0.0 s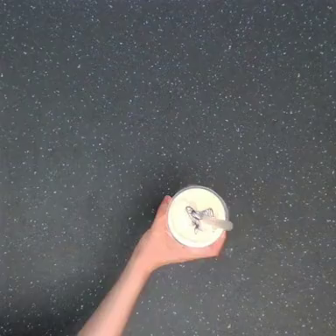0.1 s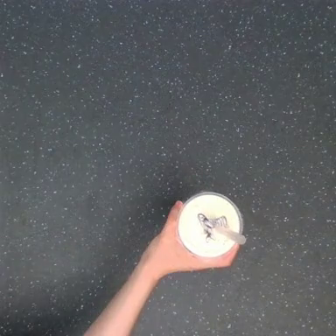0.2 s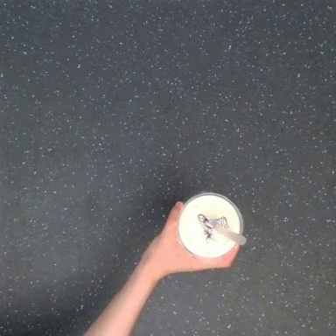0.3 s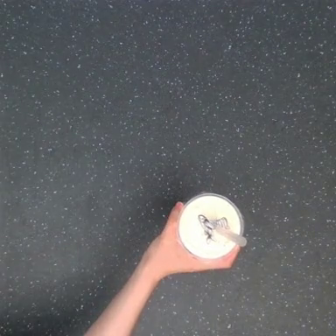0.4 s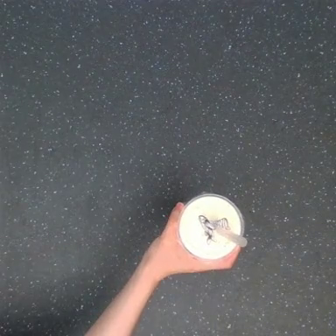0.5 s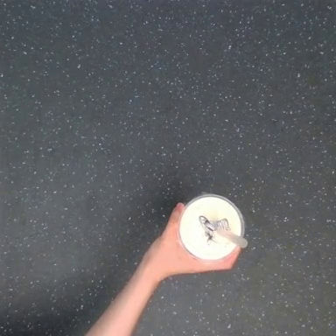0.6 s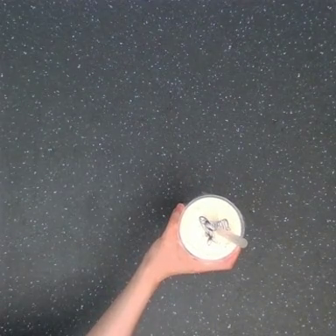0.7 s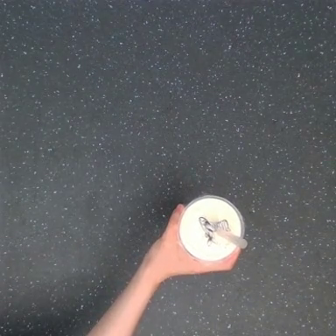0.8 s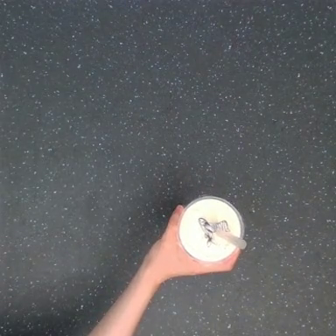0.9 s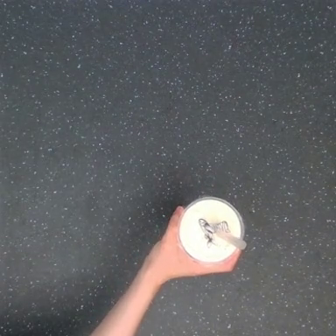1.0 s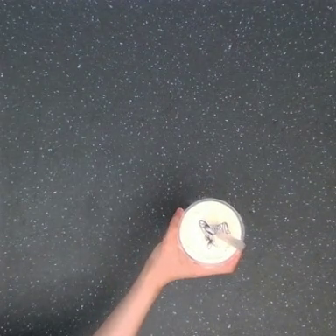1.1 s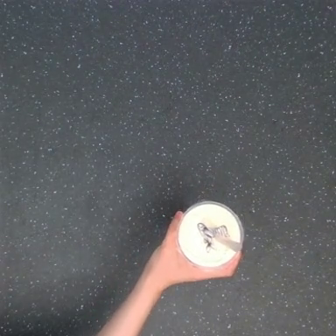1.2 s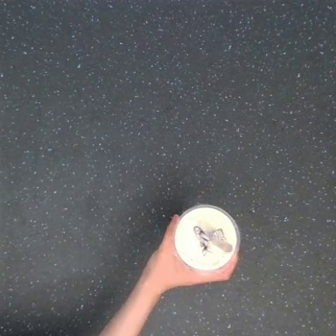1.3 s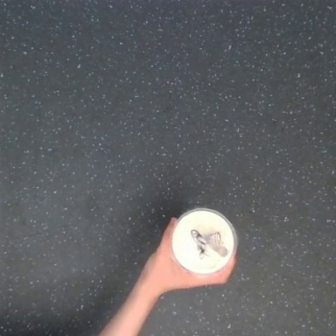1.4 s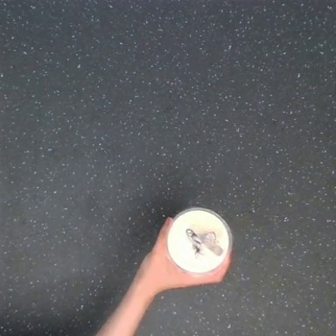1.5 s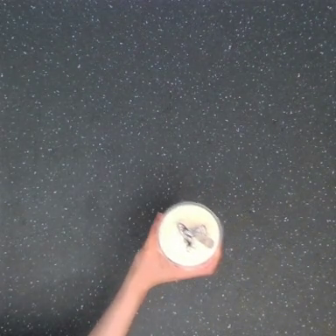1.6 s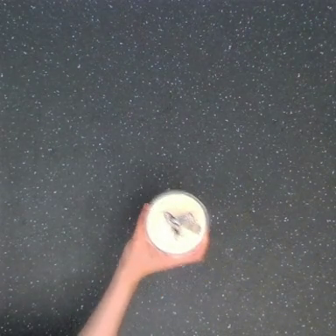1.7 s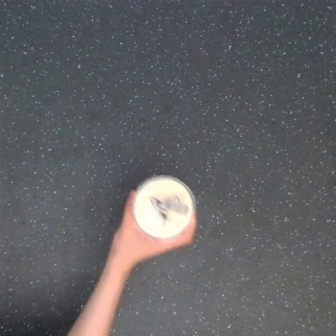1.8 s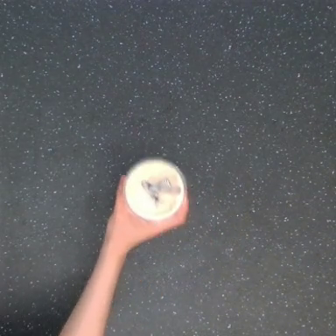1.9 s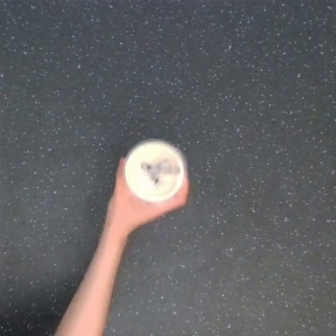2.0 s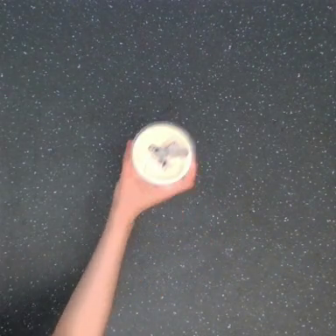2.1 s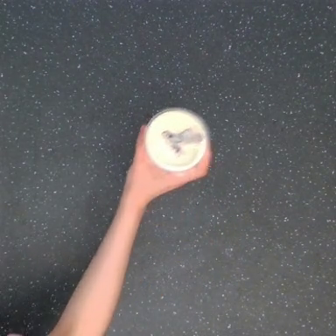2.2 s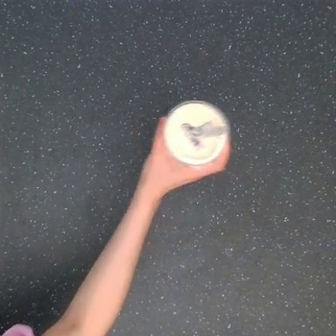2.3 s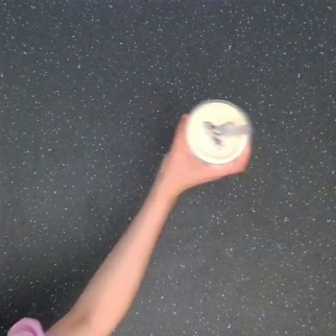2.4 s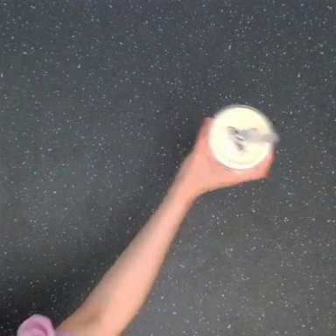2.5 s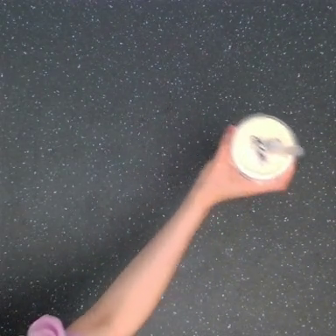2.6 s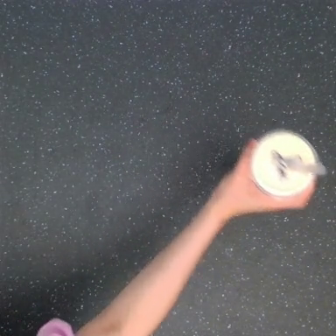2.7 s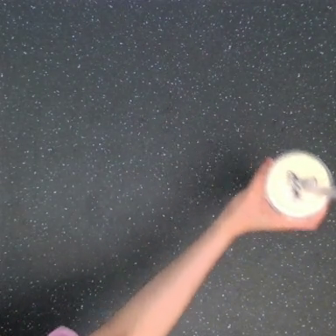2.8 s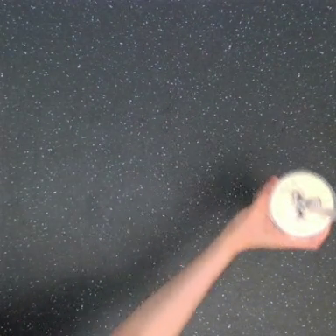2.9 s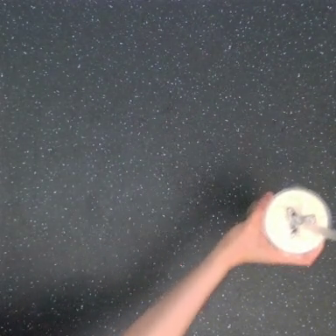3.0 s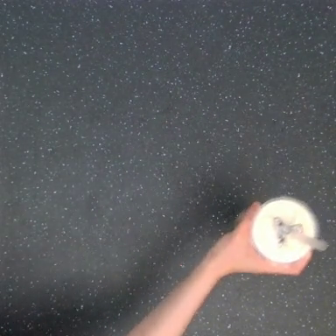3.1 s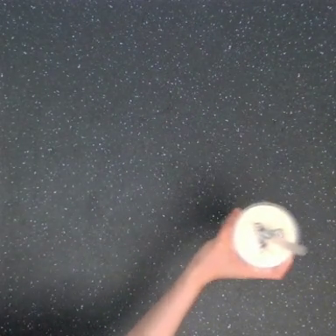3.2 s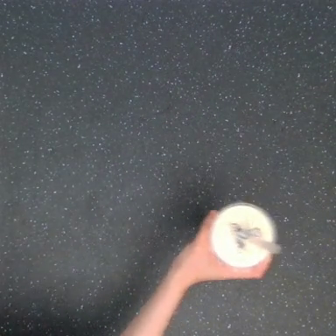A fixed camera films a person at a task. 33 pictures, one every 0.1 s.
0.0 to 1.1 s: The hand goes downward.
1.1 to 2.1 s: The hand goes upward.
2.1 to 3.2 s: The hand goes to the right and downward, then to the left.
Task: shake the boba.
